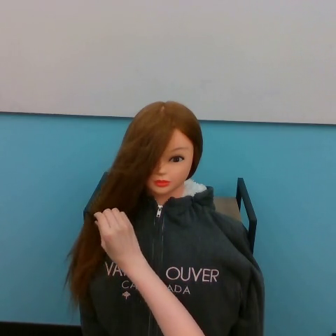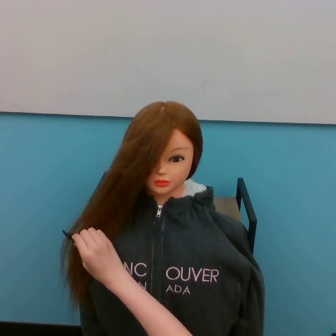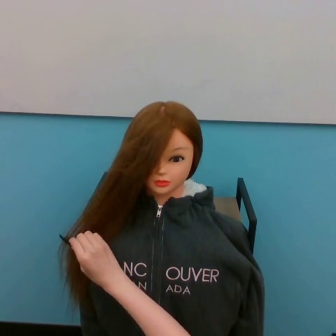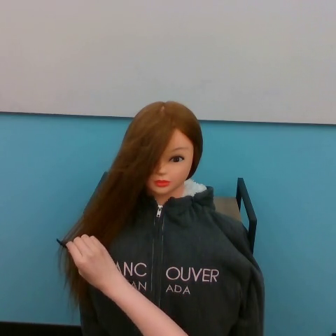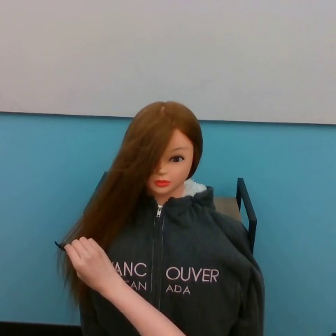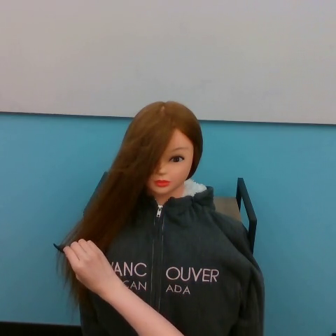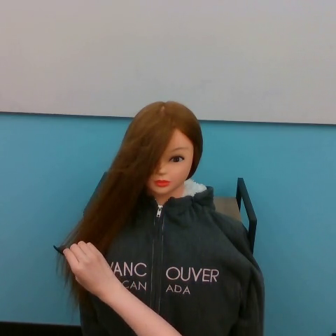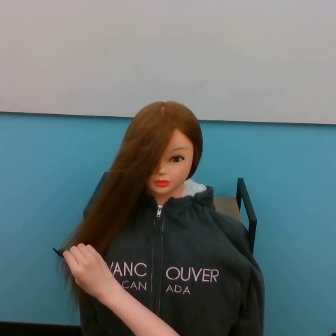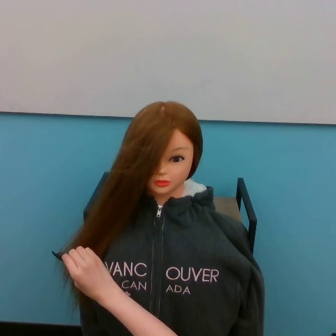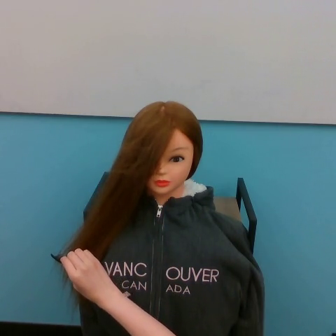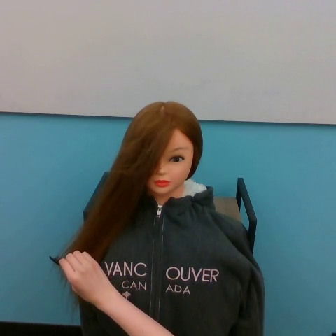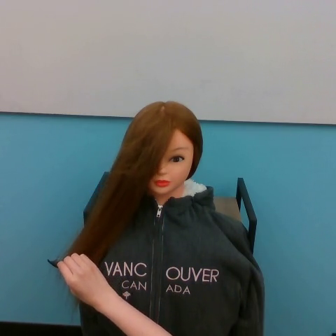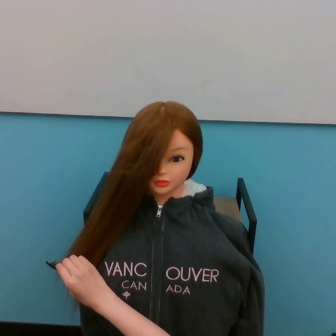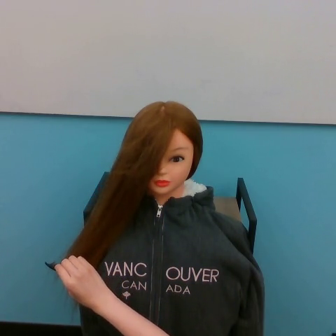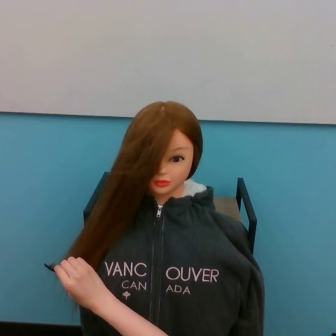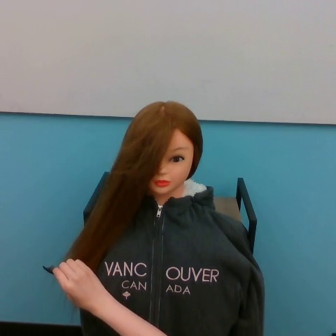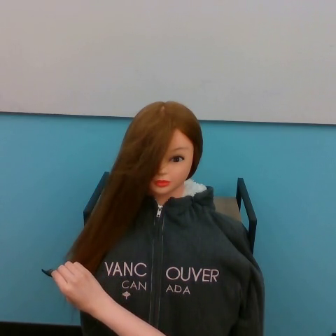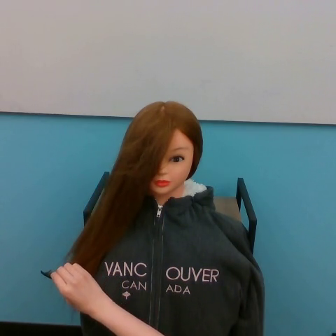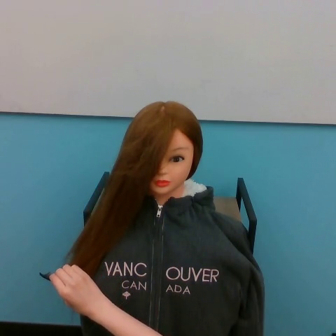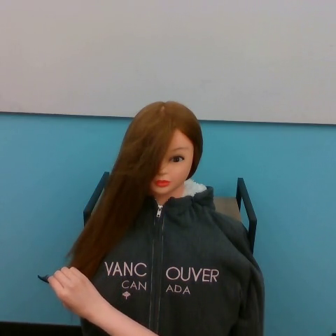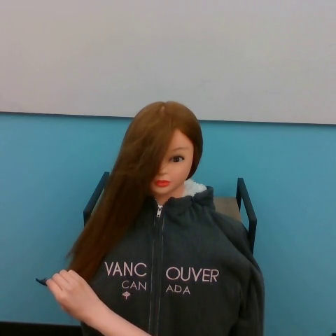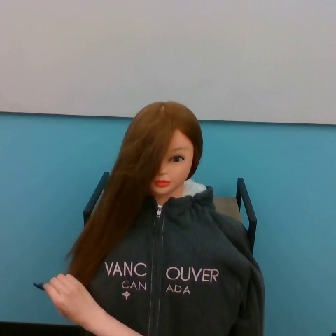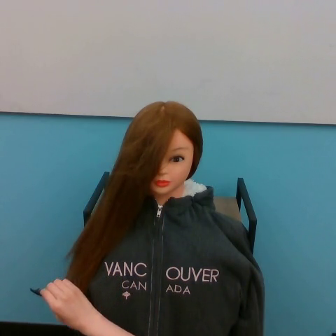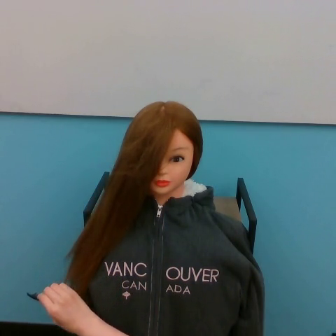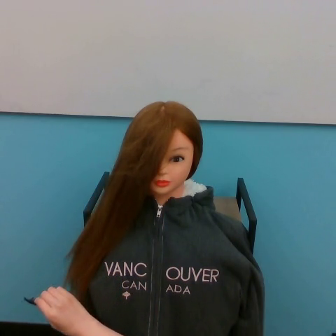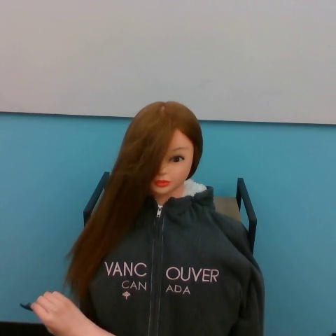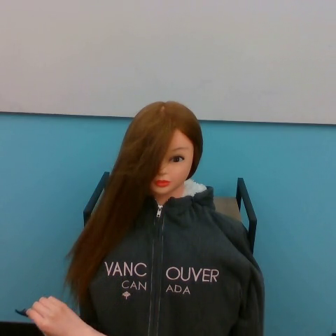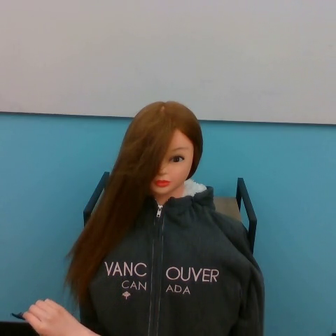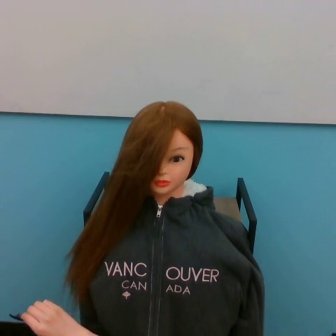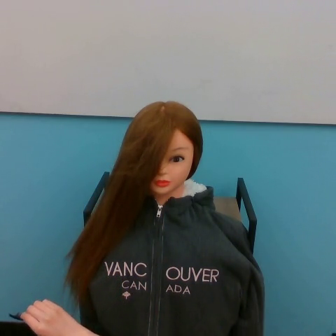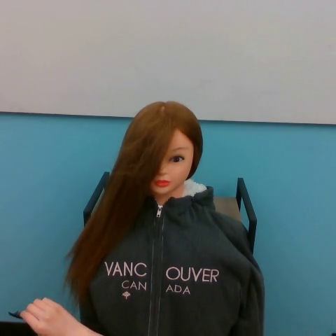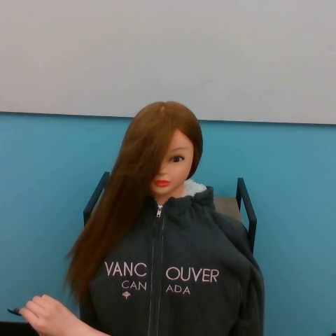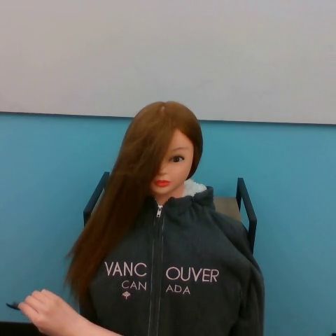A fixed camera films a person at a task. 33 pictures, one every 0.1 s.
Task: brush hair.
0.0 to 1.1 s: The hand goes downward and to the left.
1.1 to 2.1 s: The hand goes downward.
2.1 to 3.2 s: The hand goes downward and to the left, on a clockwise arc.
